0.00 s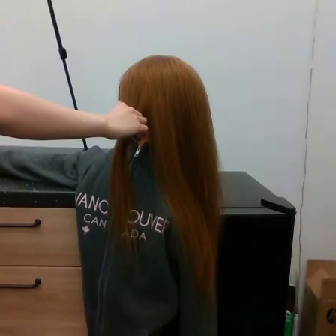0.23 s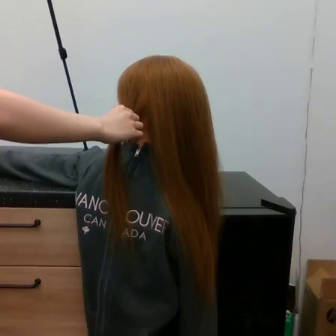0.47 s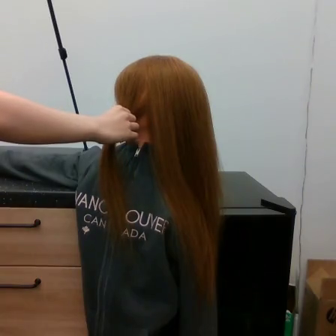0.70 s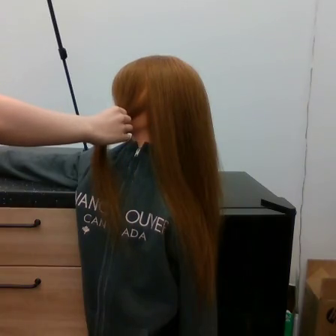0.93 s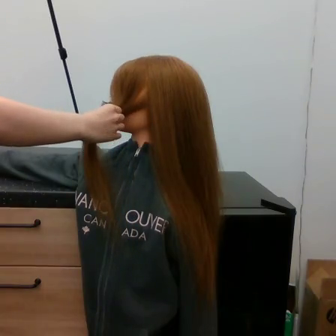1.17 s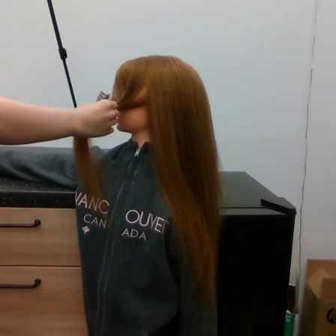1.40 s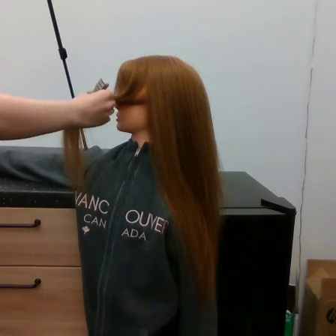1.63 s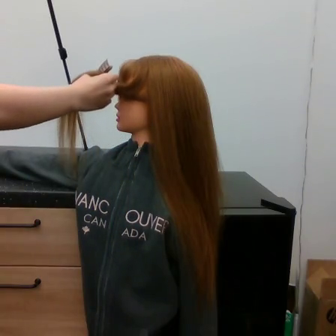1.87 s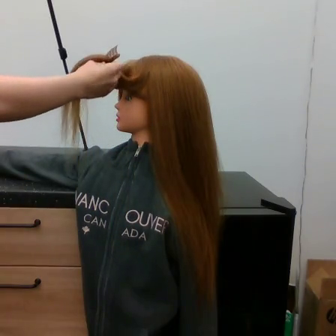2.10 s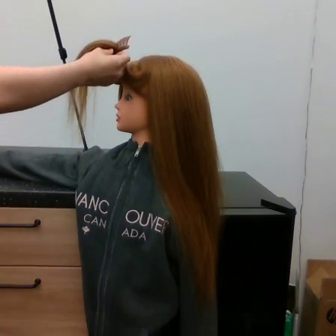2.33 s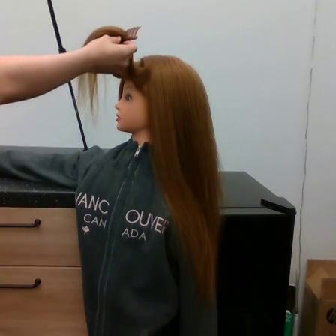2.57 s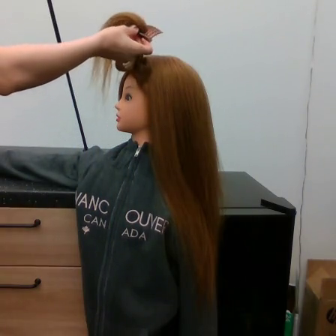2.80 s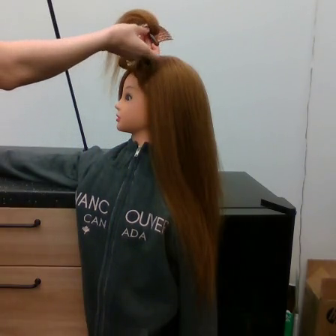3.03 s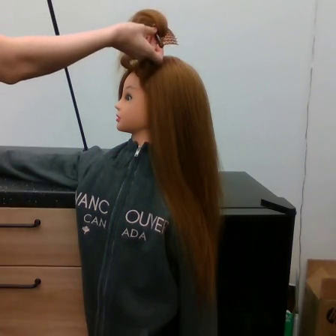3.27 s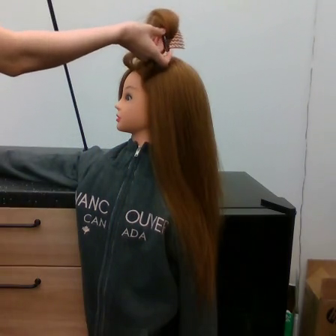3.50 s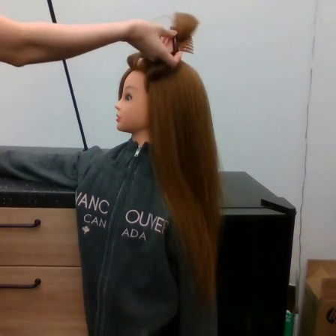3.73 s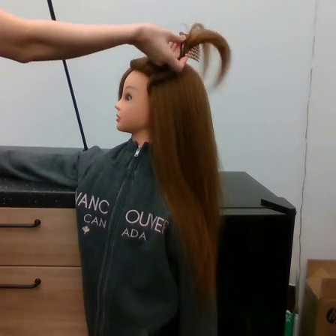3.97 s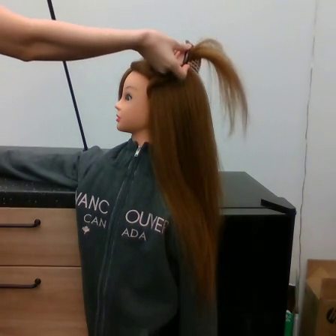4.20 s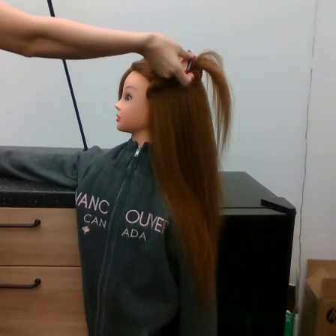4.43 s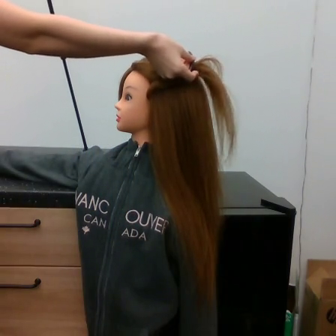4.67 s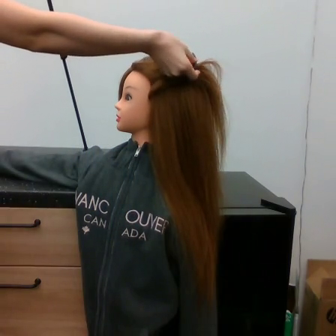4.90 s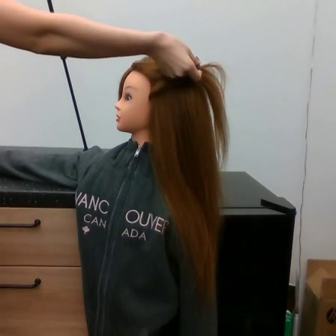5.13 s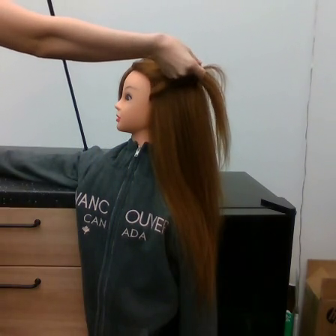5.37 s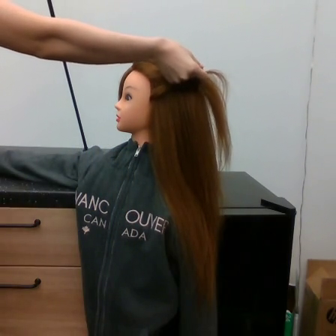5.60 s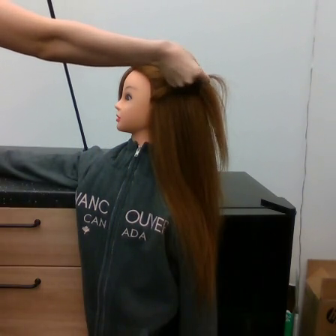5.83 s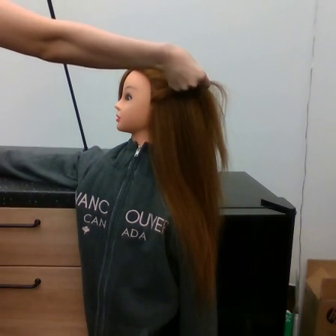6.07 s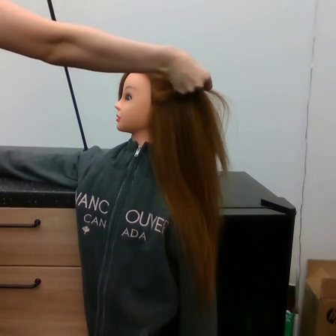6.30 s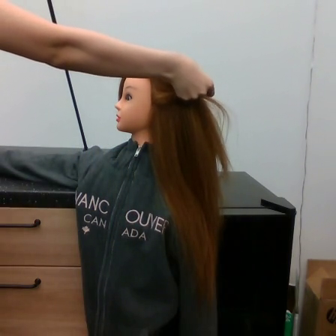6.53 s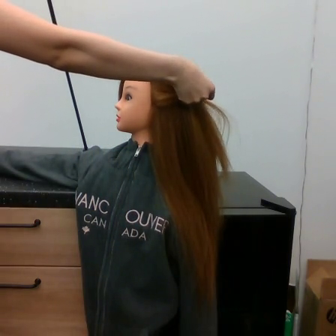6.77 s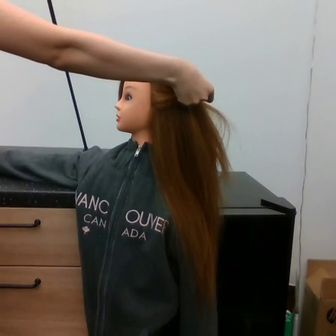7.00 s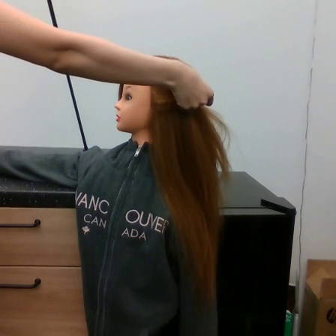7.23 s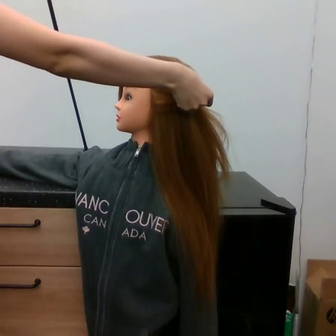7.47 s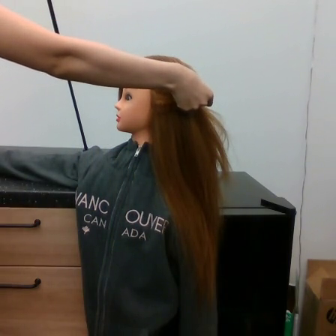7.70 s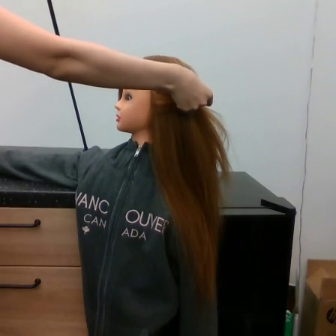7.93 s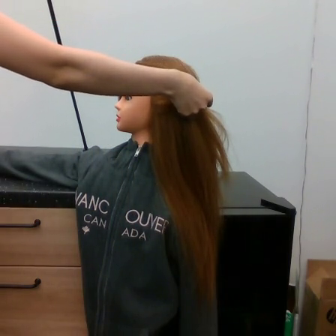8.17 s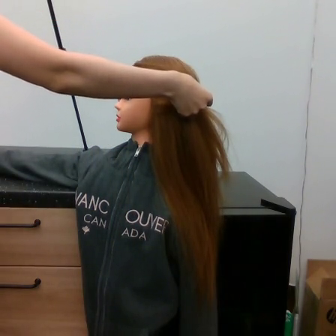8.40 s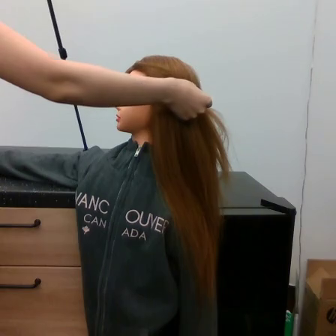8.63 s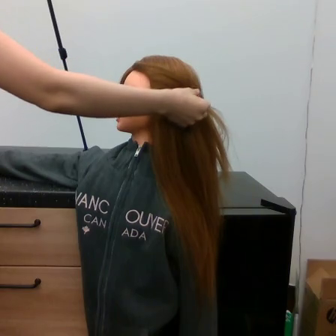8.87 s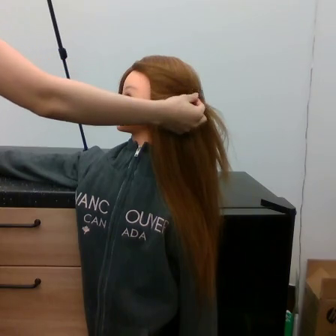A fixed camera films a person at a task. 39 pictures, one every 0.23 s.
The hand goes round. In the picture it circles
clockwise.
0.00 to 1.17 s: The hand goes to the left.
1.17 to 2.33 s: The hand goes upward.
2.33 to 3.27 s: The hand goes to the right.
3.27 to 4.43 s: The hand goes to the right and downward.
4.43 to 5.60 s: The hand moves only a little.
5.60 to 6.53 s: The hand goes downward.
6.53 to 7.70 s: The hand moves only a little.
7.70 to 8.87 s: The hand goes downward.
In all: It circles clockwise, turning through about 270 degrees.
Task: tidy side hair.
Motion: make a circular motion clockwise.
